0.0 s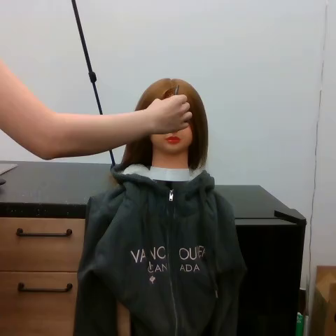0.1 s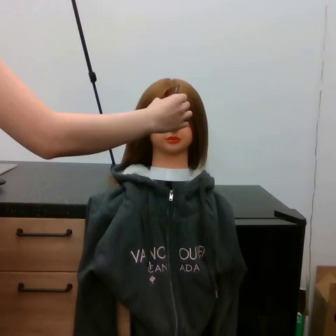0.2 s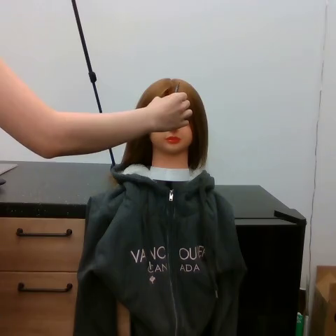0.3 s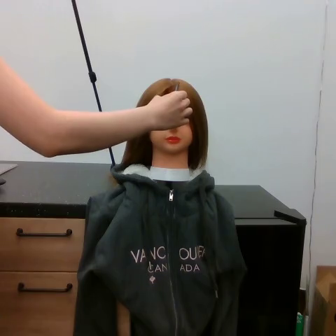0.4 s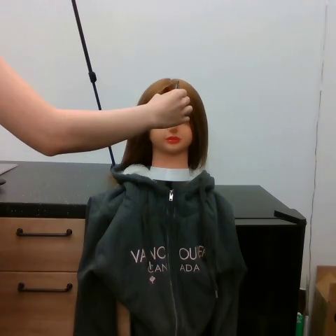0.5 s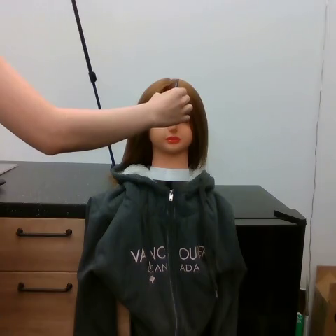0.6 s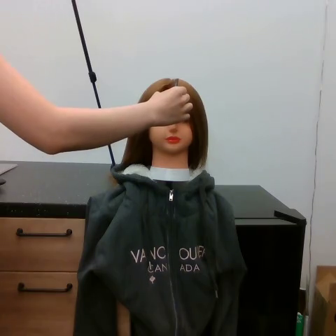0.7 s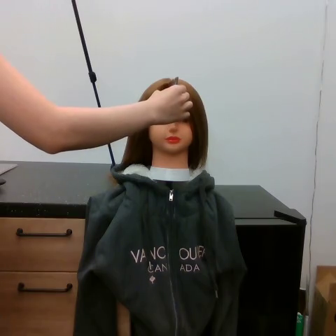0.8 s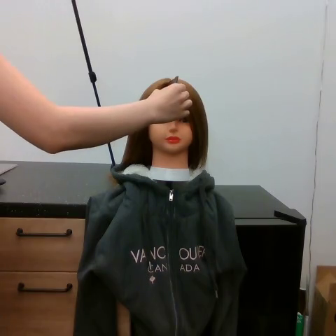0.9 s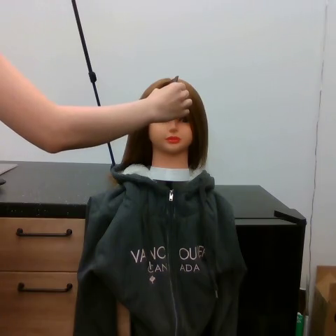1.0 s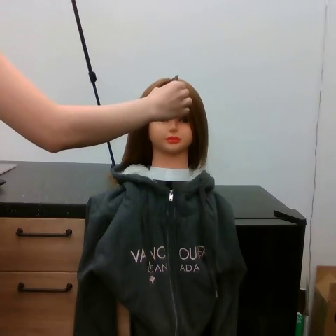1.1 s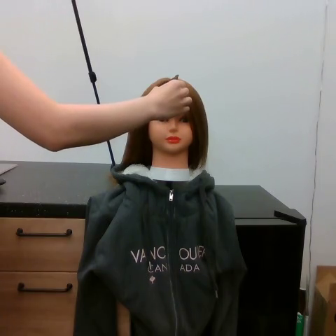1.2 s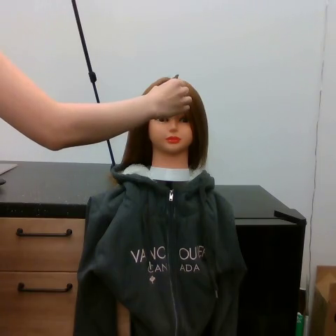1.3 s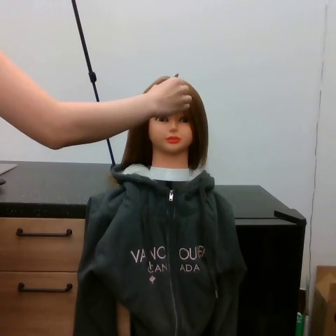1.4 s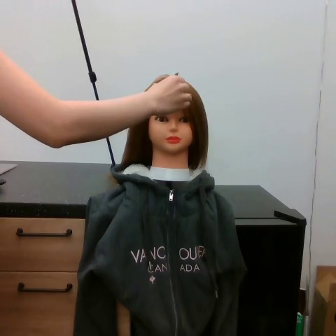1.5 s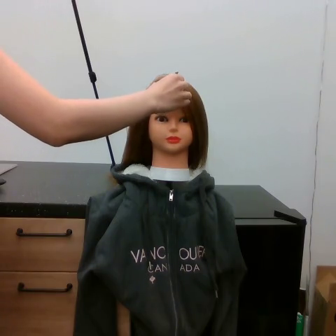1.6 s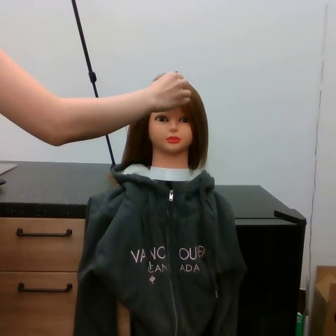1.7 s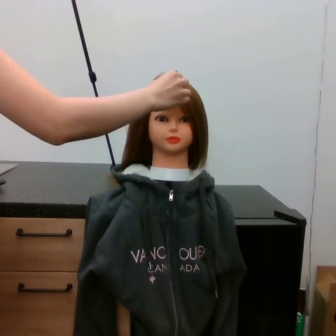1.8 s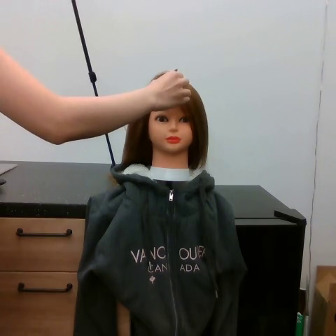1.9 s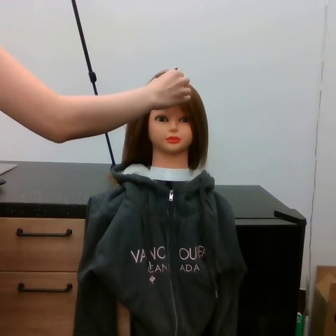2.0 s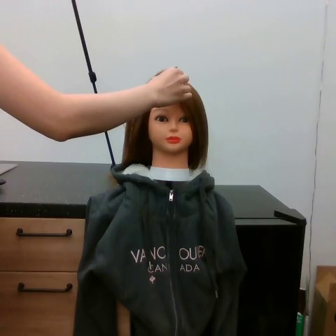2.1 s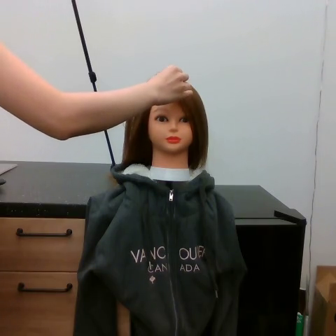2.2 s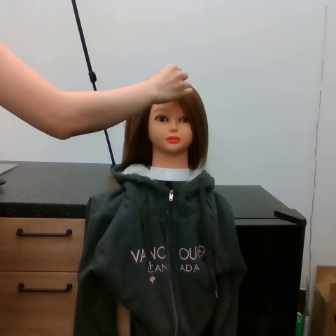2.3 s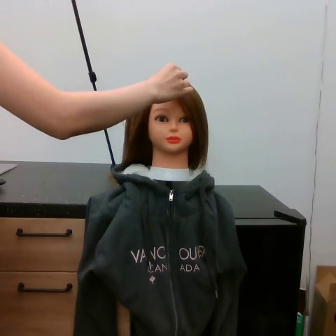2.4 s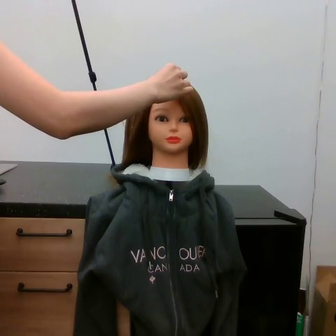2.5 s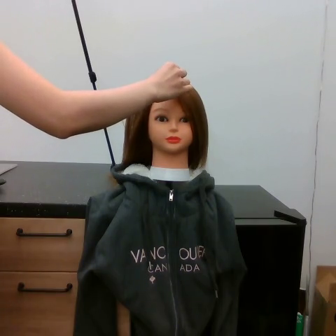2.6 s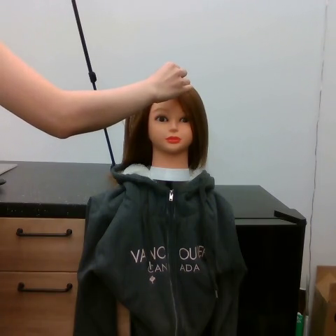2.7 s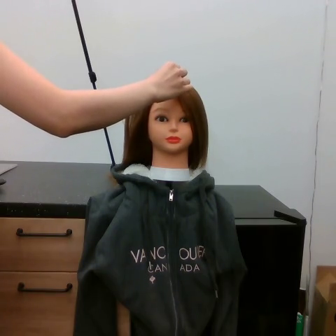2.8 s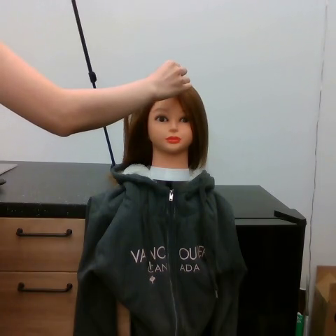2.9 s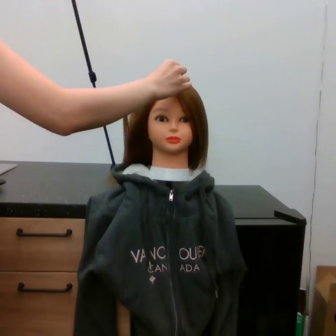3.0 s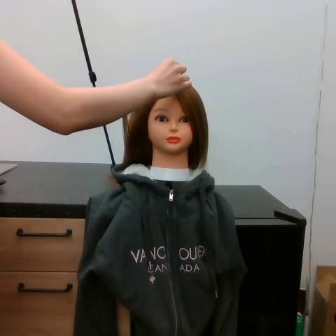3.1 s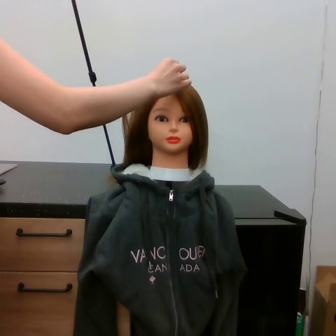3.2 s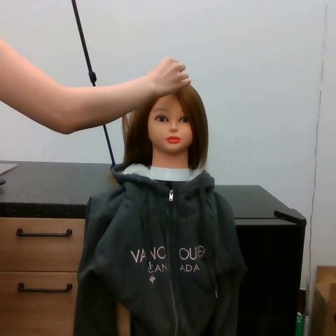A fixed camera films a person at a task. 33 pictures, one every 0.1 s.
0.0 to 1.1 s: The hand goes upward.
1.1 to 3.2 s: The hand goes upward.
Task: part hair.
